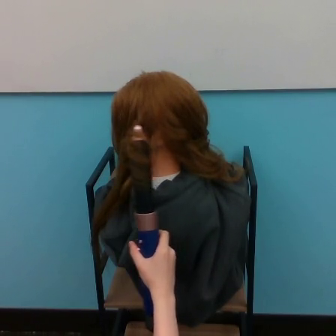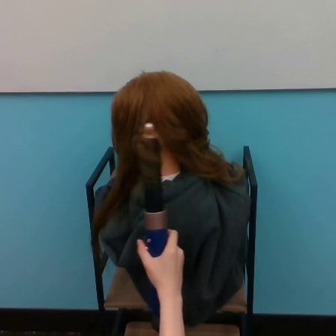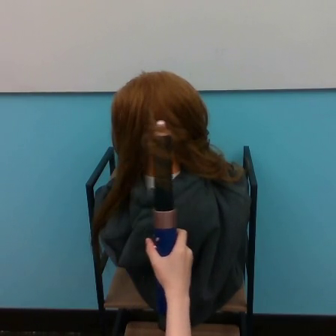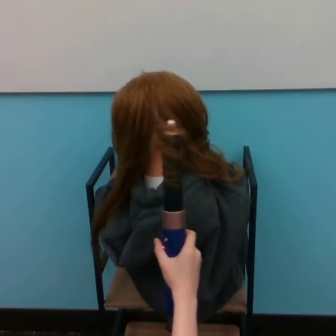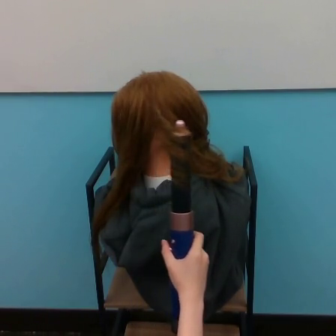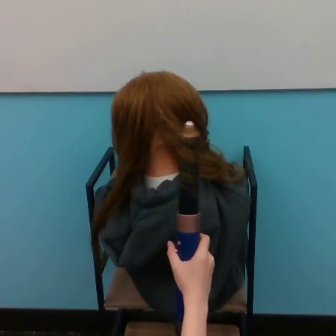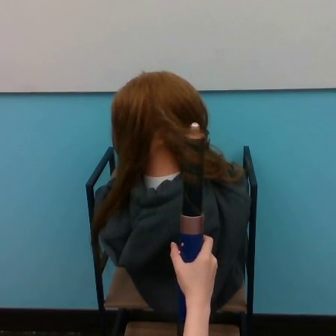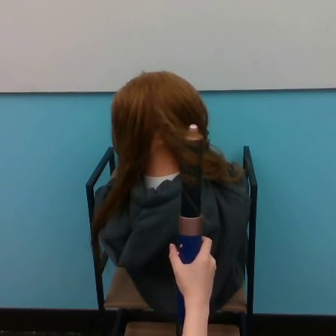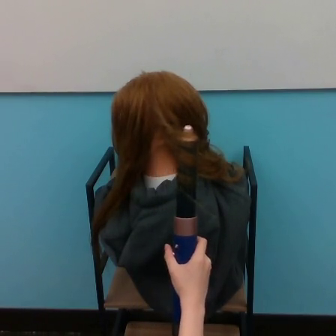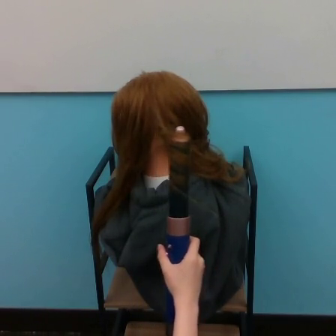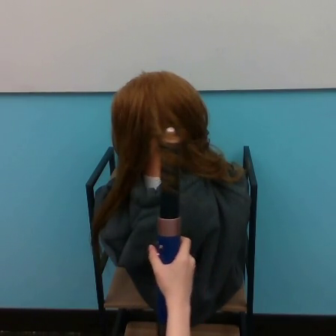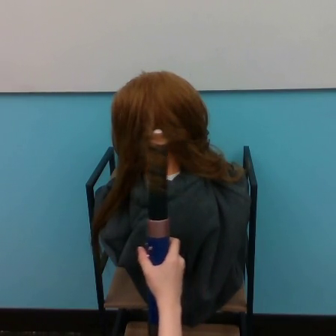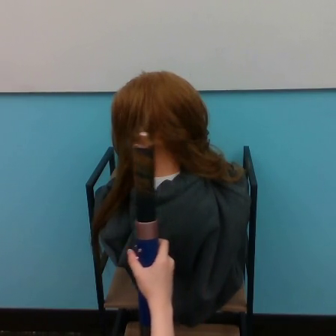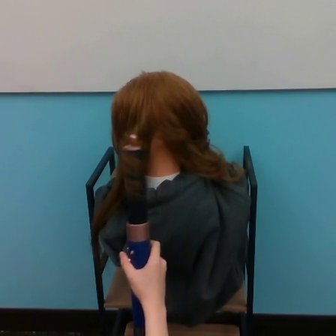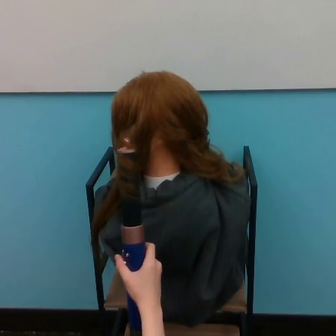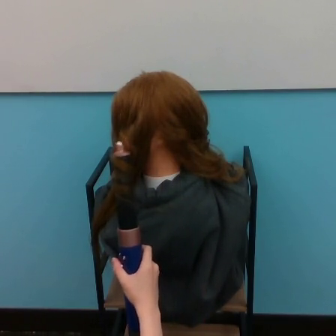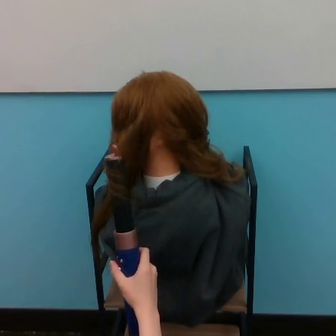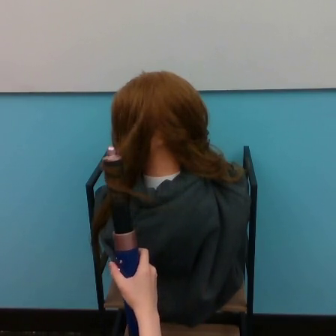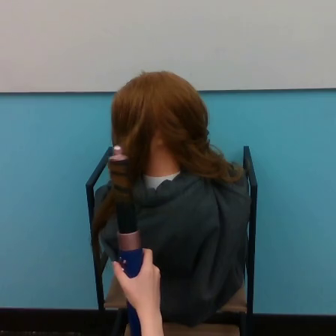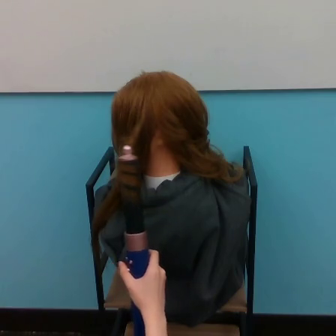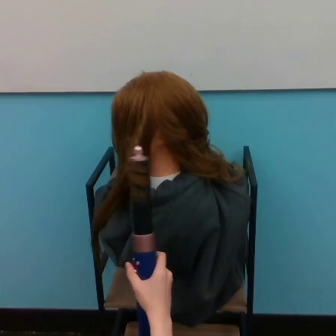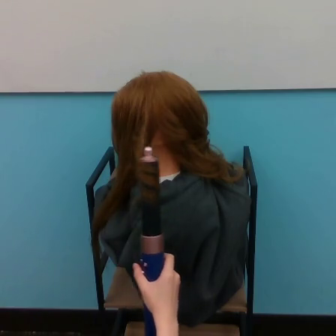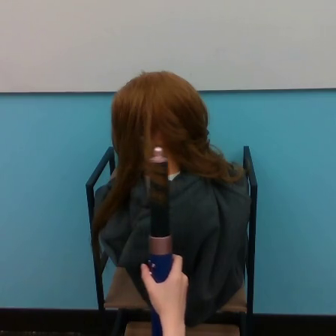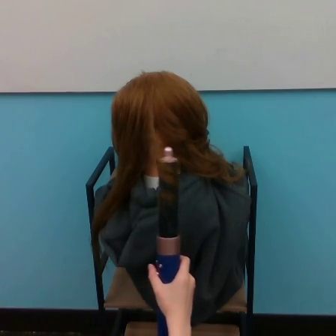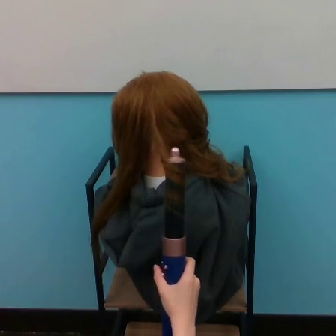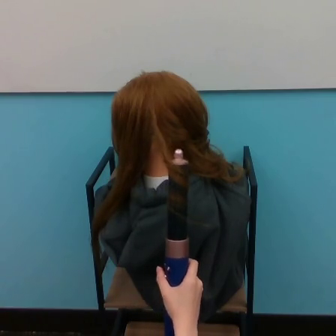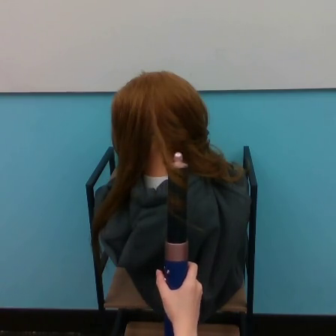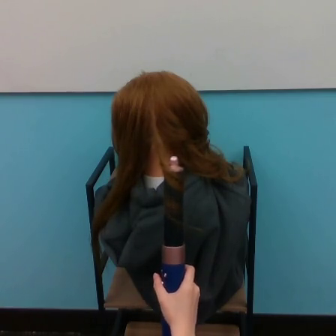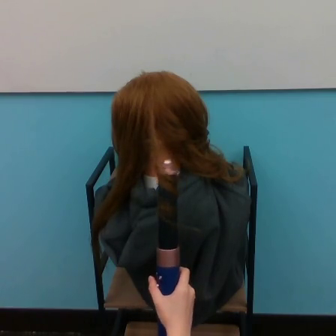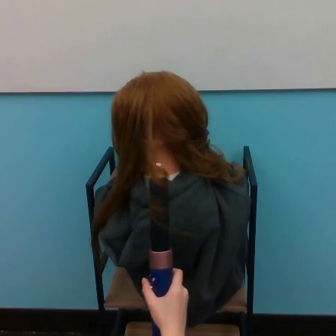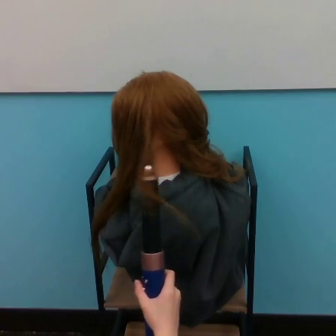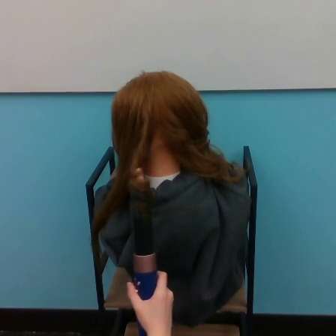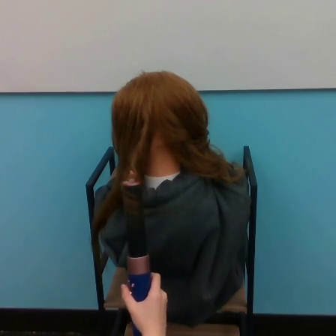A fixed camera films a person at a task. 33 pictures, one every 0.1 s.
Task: curl hair.
0.0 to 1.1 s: The hand goes to the right, then to the left.
1.1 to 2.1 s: The hand goes to the left, then to the right, on a counterclockwise arc.
2.1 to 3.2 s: The hand goes to the right, then to the left, on a clockwise arc.
